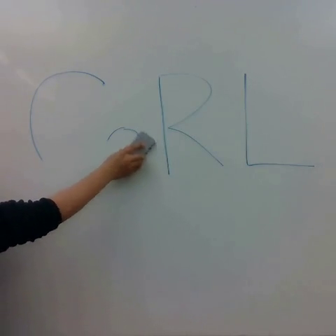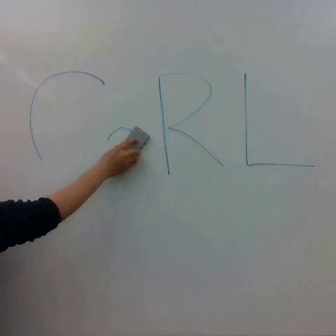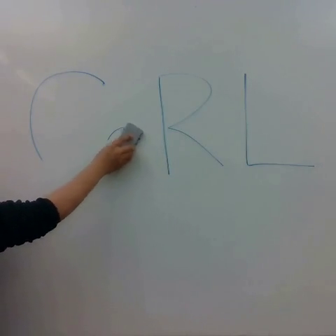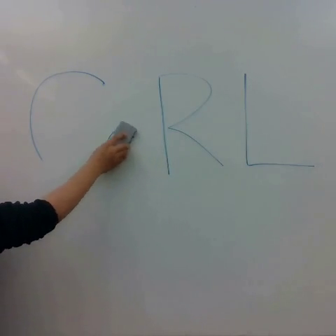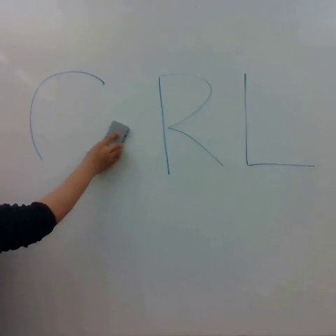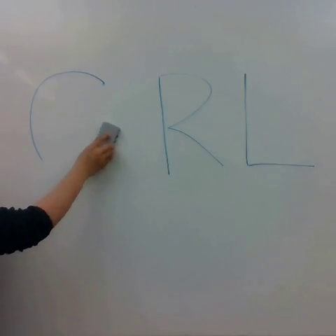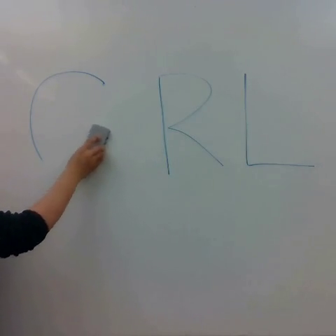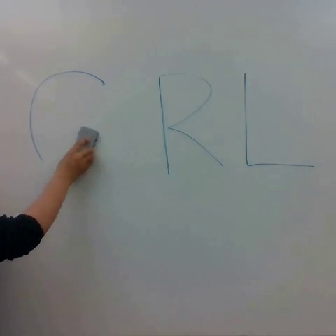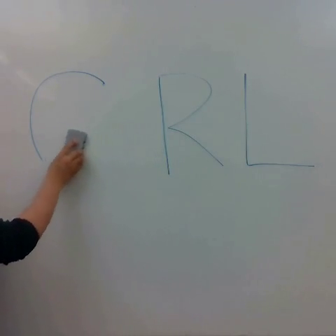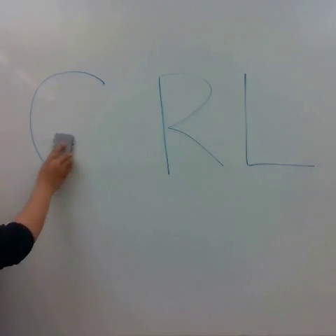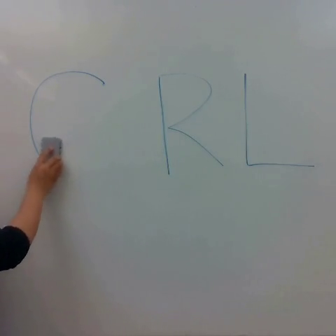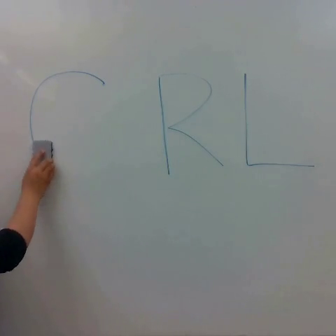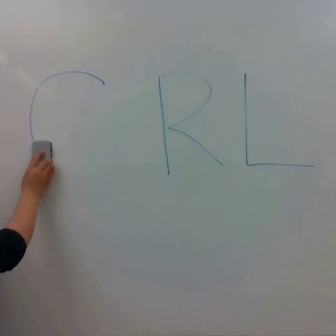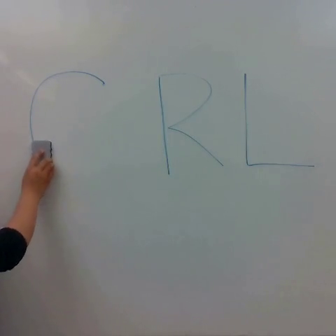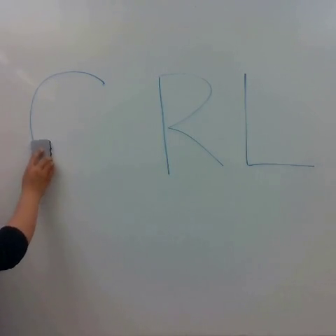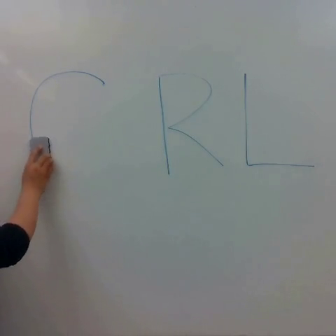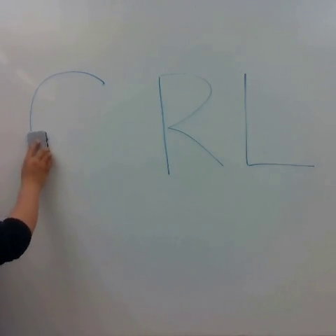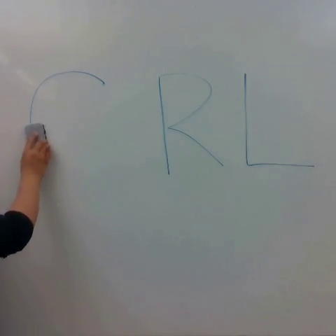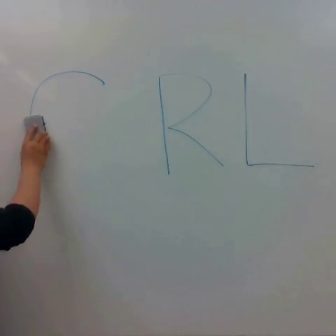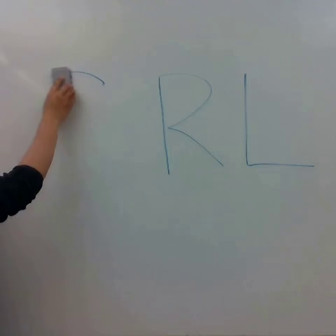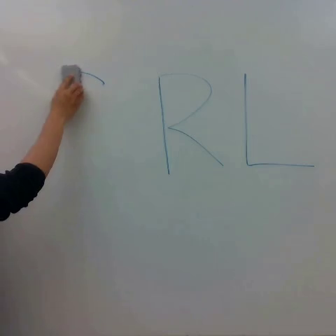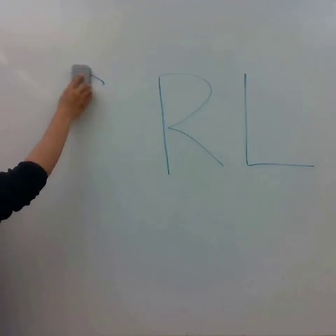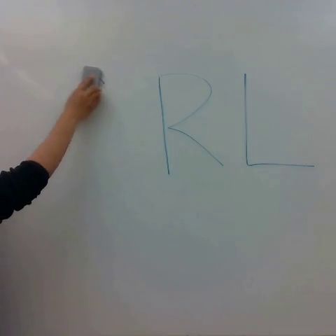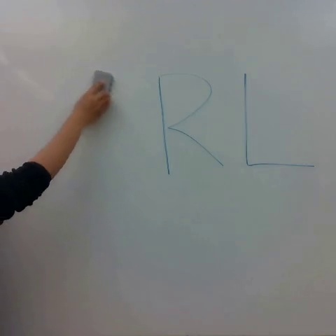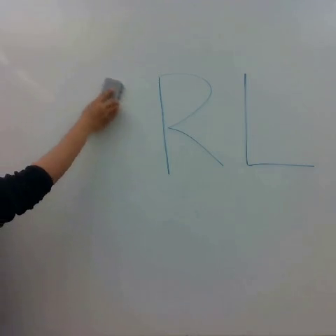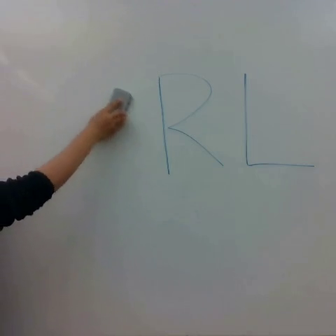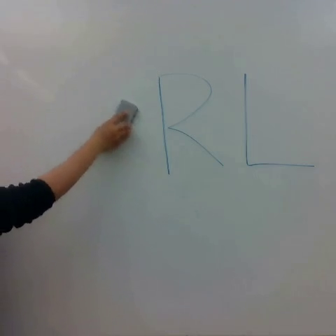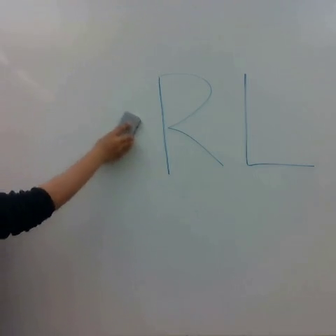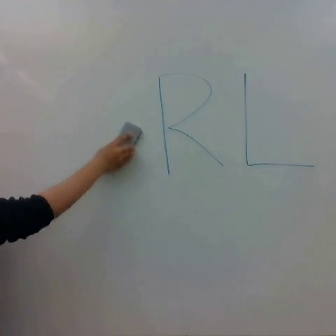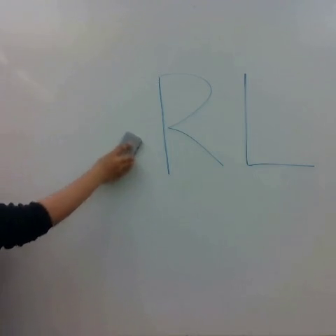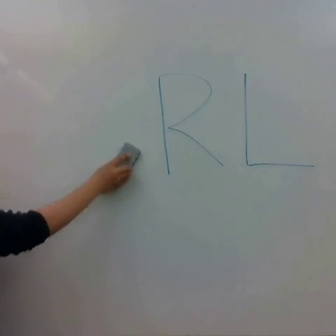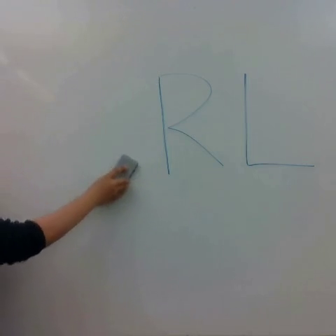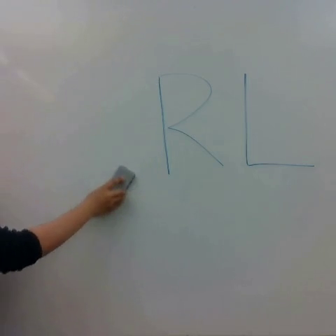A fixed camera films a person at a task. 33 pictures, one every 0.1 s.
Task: erase whiteboard.
0.0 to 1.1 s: The hand goes to the left.
1.1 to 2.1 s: The hand goes upward and to the right.
2.1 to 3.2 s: The hand goes downward, on a clockwise arc.
In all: It circles clockwise, turning through about 270 degrees.
